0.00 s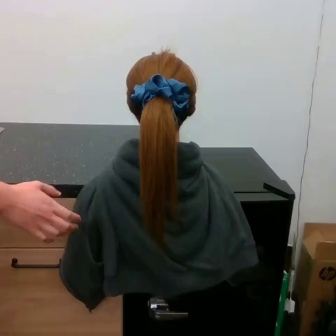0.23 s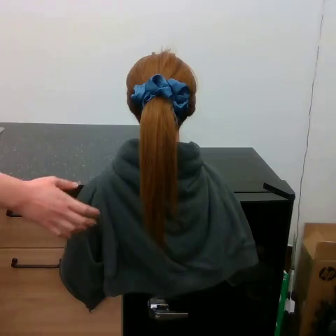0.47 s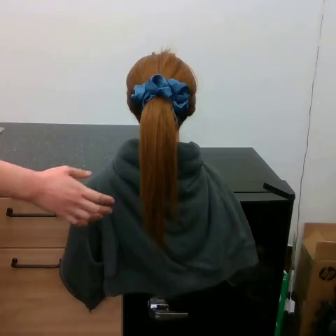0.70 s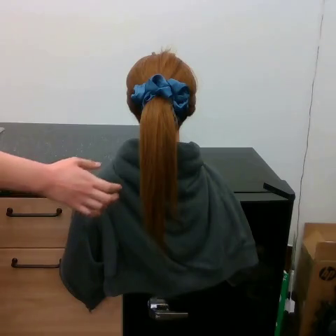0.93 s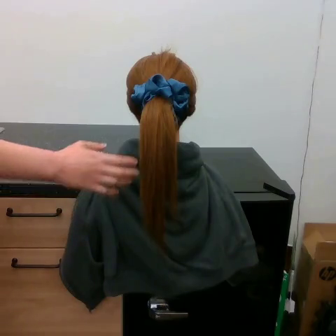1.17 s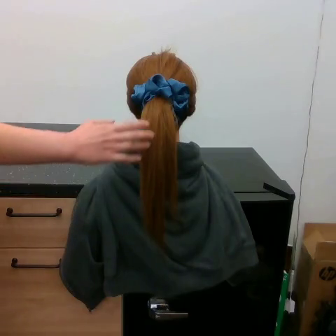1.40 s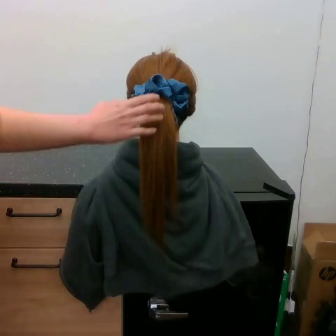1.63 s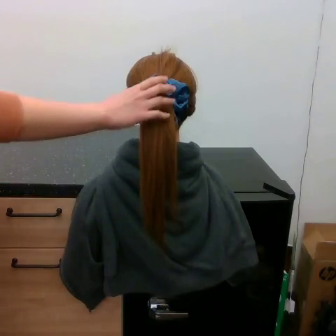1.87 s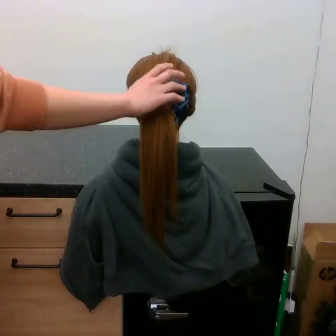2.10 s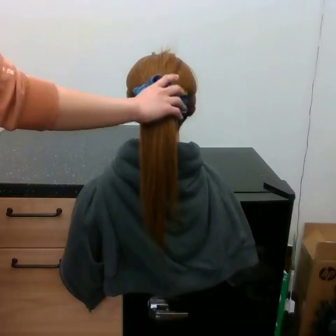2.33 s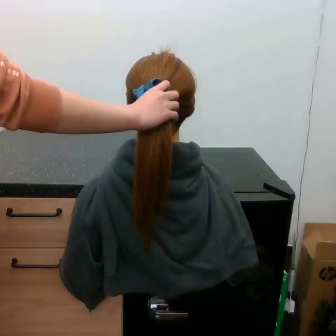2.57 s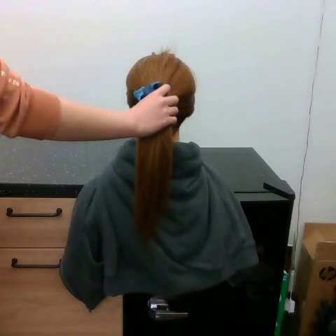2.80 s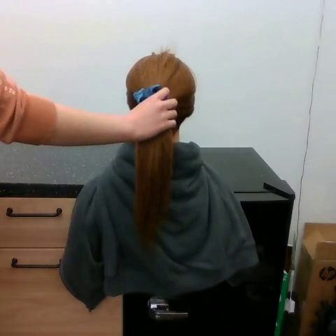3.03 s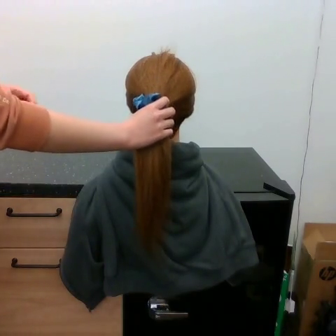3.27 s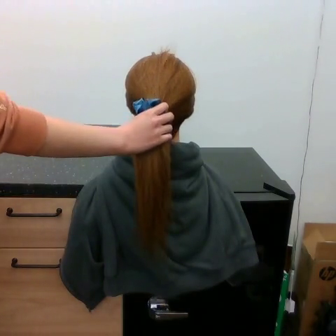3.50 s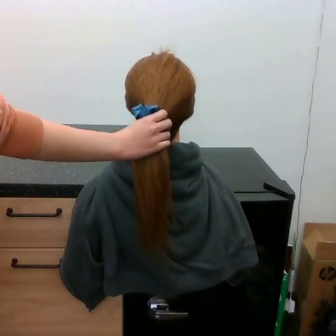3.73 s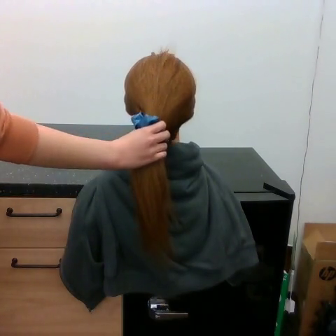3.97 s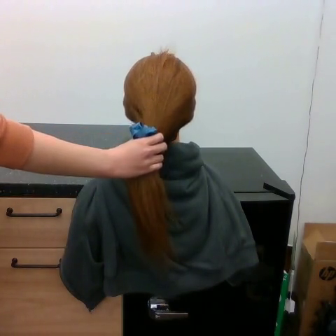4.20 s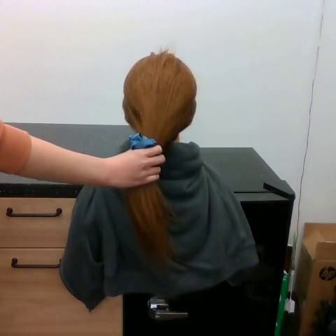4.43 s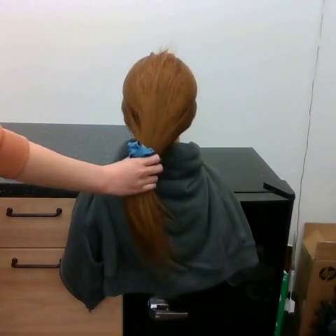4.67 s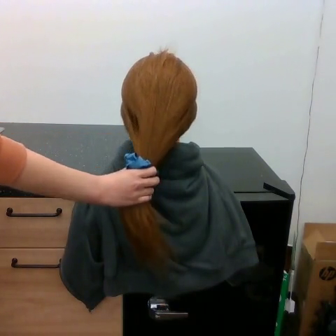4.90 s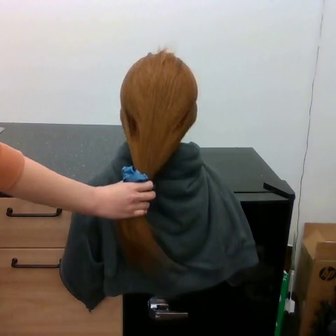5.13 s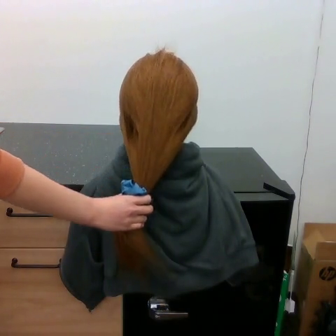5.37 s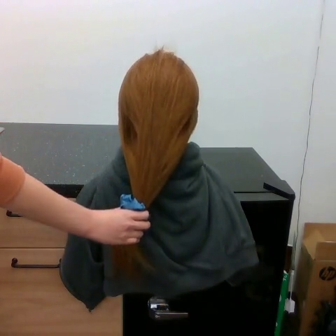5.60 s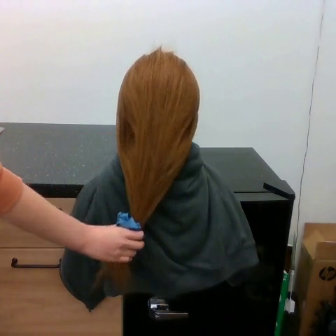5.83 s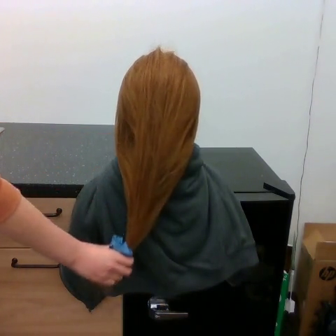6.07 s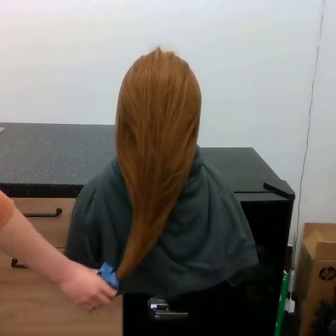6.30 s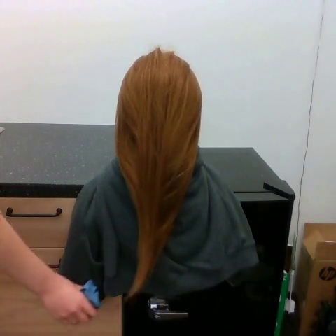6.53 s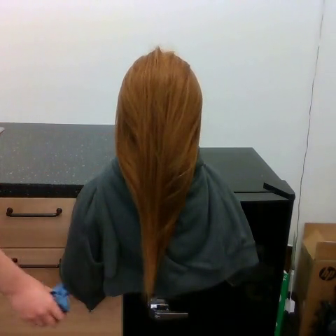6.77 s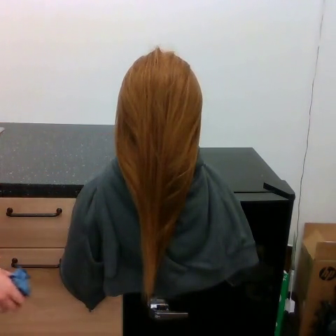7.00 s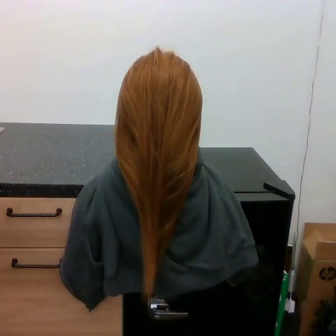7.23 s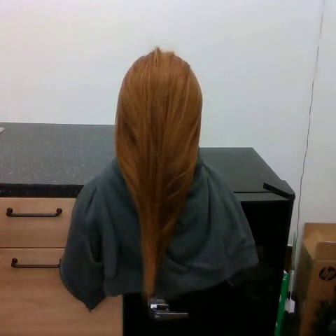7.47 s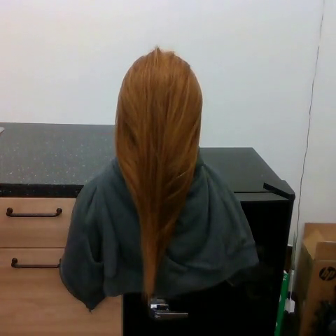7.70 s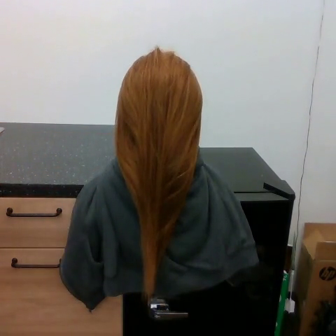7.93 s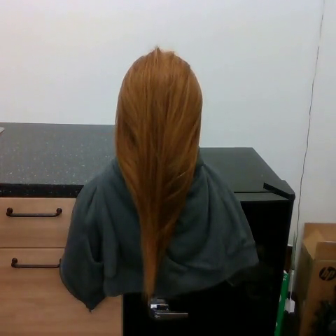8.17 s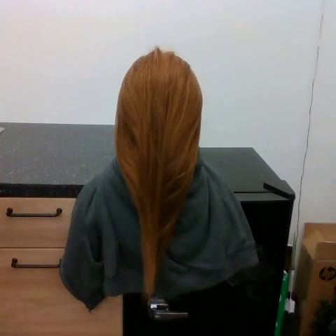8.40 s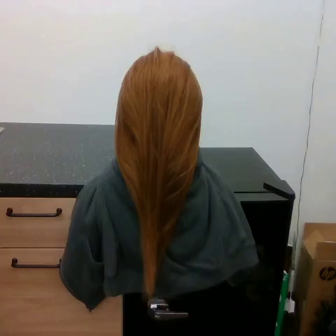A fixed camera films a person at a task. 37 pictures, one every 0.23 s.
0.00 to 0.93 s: The hand goes to the right and upward.
0.93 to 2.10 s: The hand goes upward and to the right.
2.10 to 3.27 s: The hand goes downward.
3.27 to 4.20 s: The hand goes downward.
4.20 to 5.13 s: The hand goes downward.
5.13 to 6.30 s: The hand goes downward and to the left.
6.30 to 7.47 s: The hand goes to the left.
7.47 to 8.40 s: The hand stays where it is.
Task: remove hair tie.
Motion: move to the top right and move to the bottom left.
